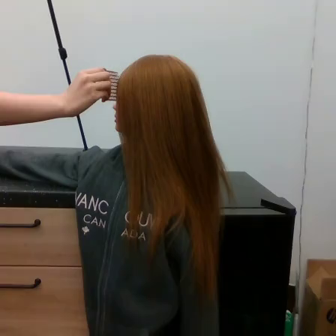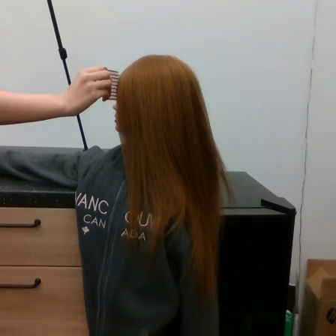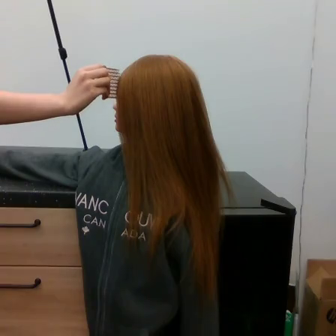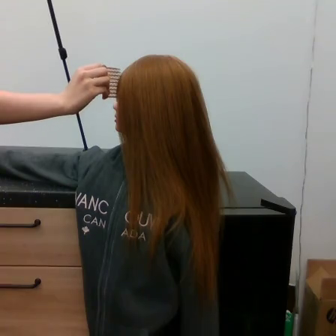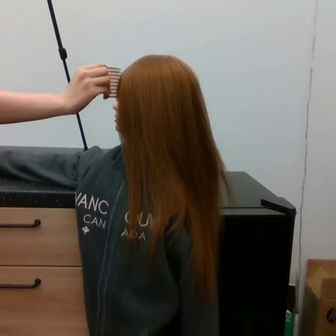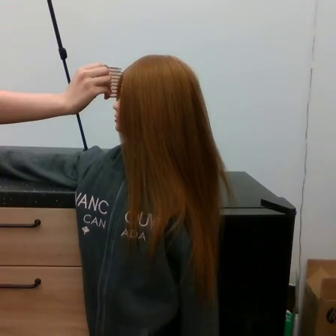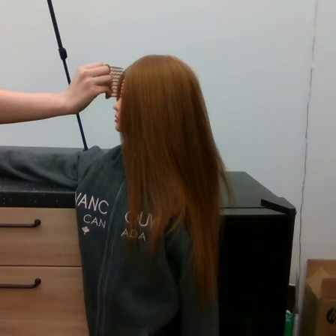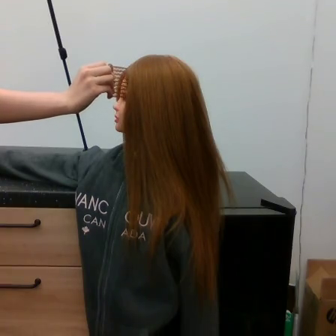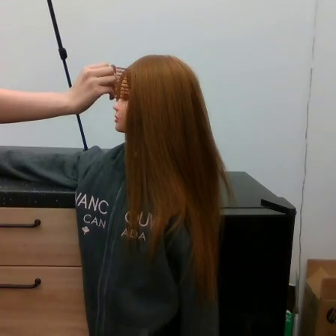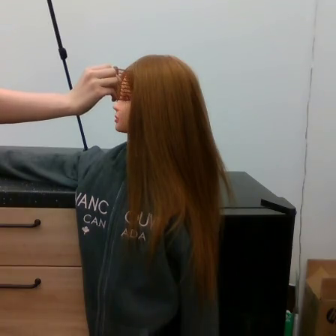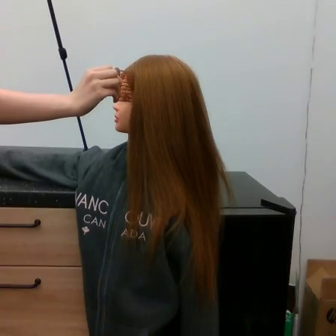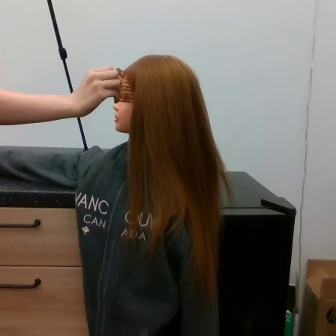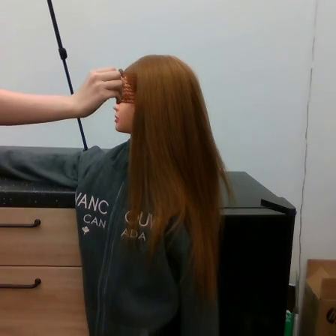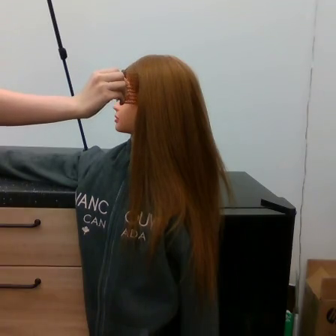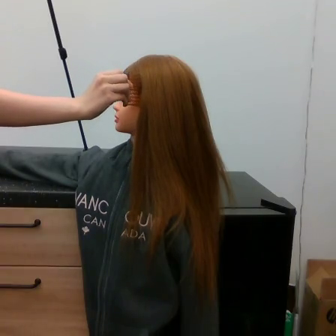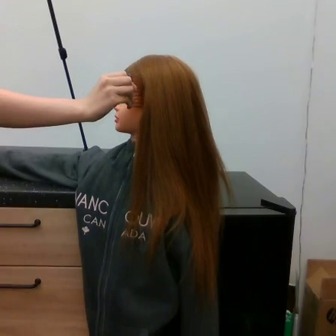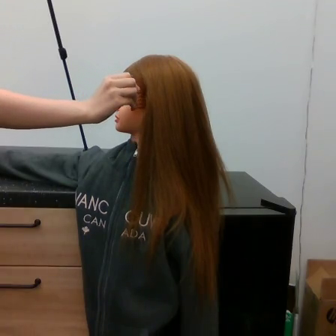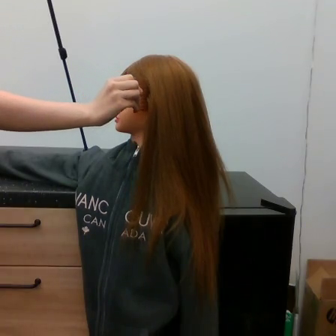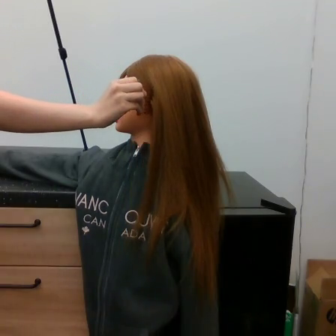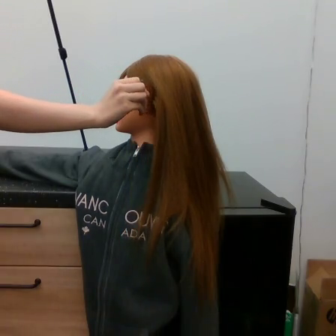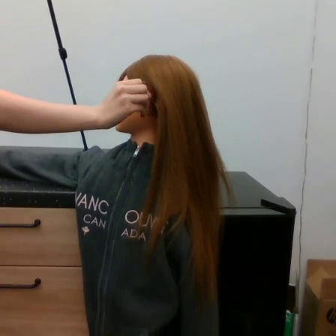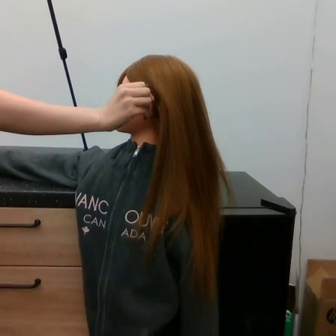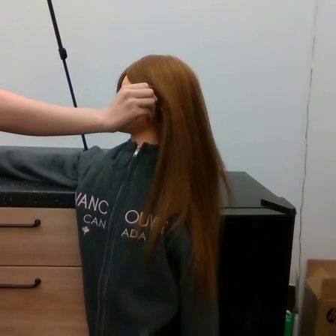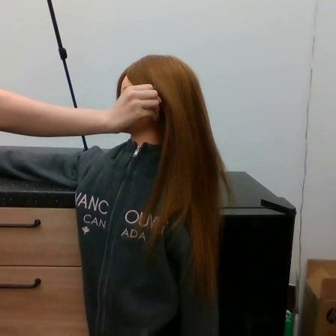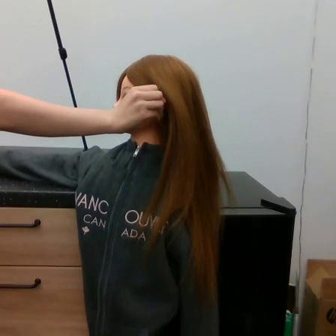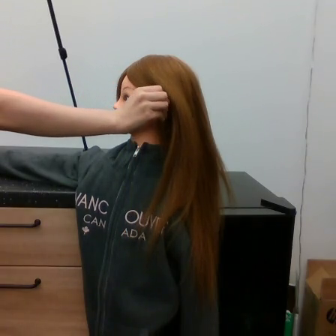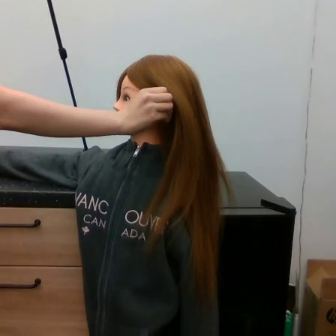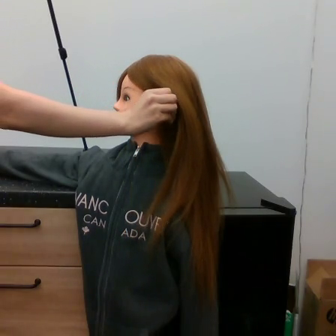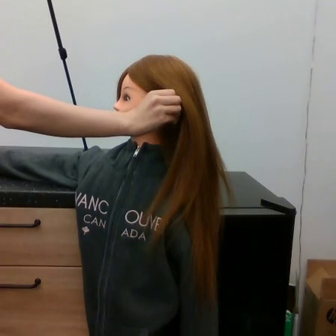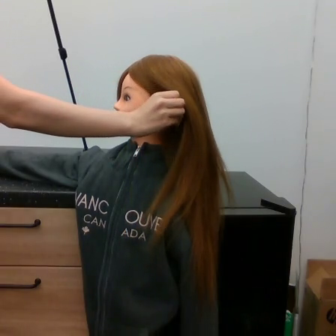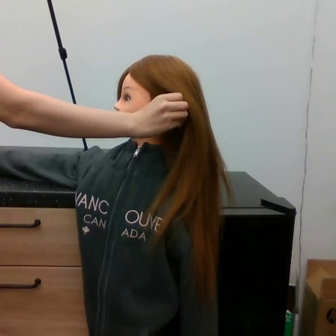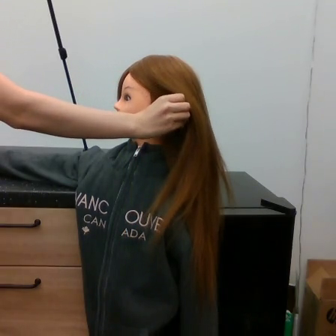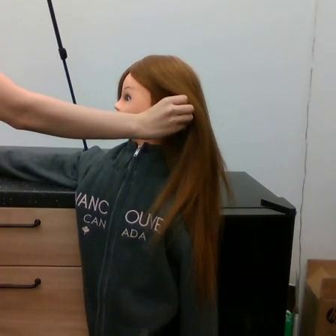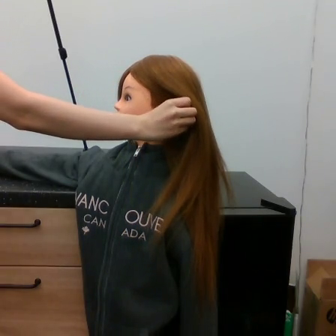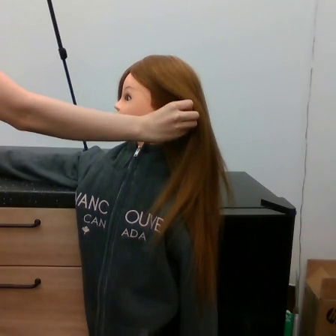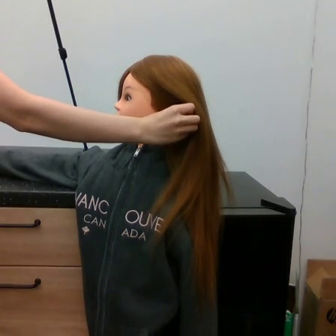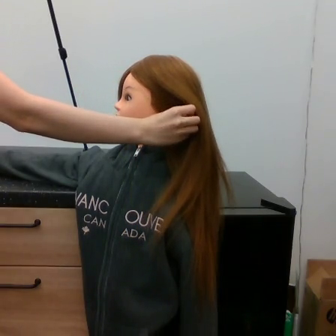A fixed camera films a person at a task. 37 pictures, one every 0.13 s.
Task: tidy side hair.
Motion: move downward and to the right.
0.00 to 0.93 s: The hand moves only a little.
0.93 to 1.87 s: The hand goes to the right.
1.87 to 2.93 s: The hand goes to the right.
2.93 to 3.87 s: The hand goes to the right.
3.87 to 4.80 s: The hand goes downward and to the right.
